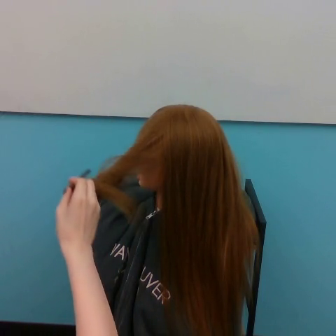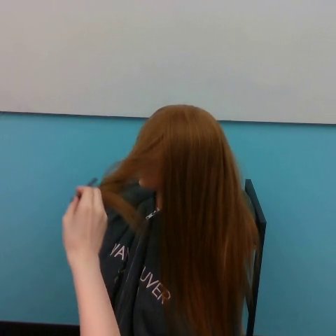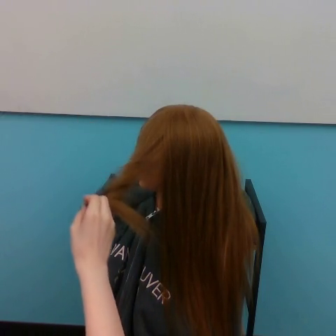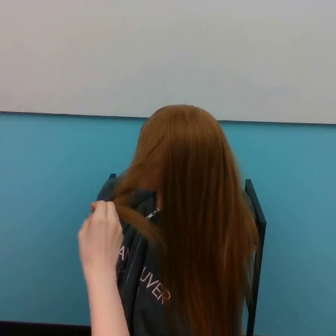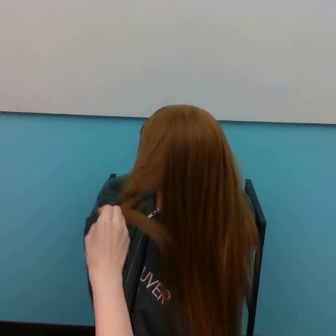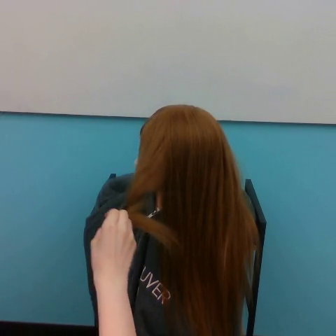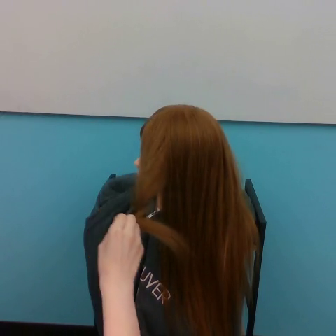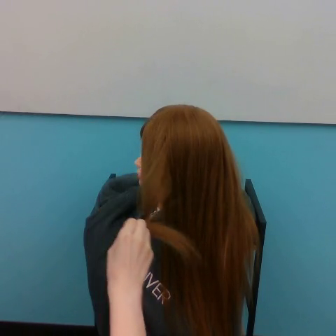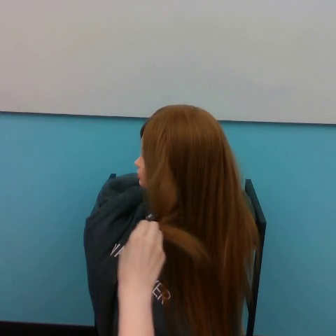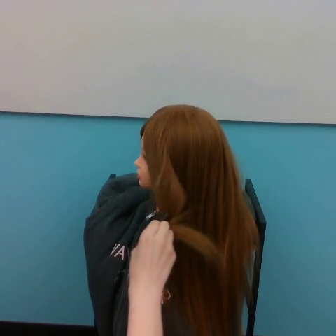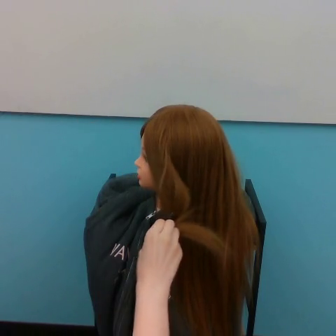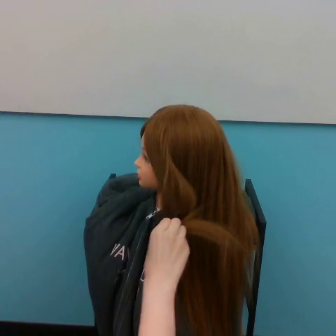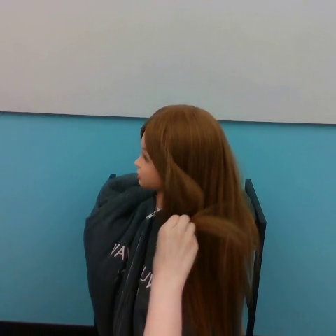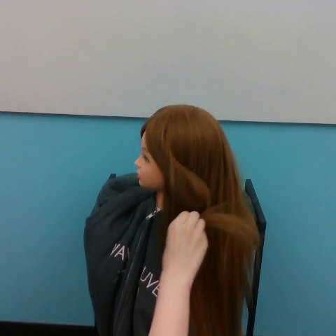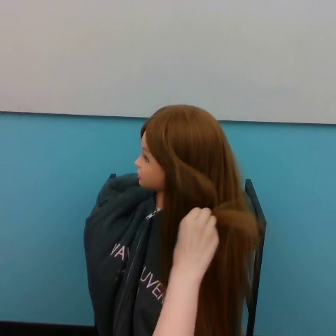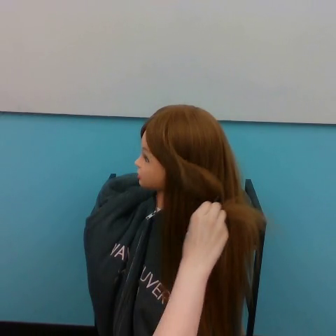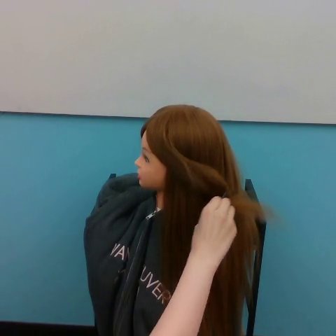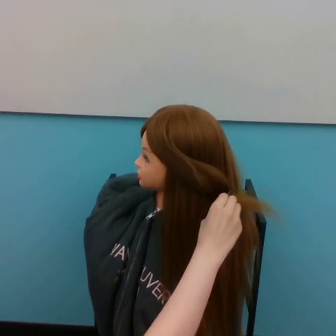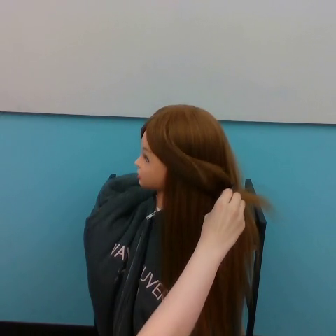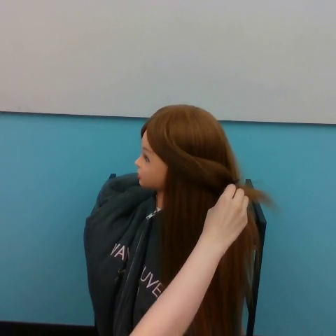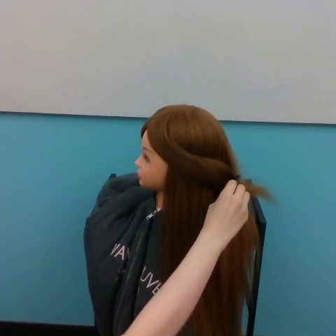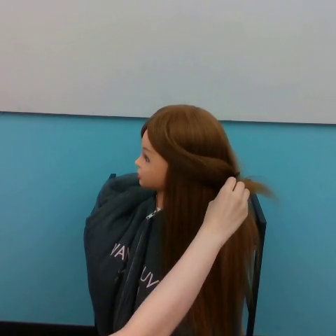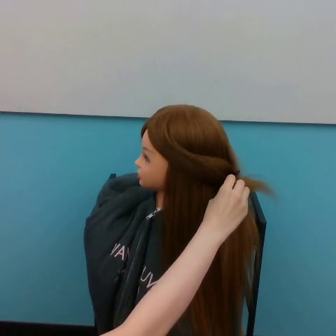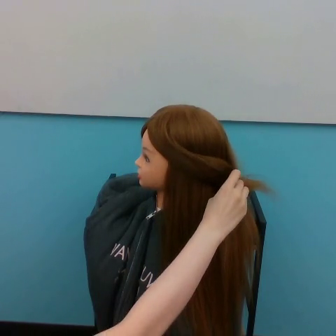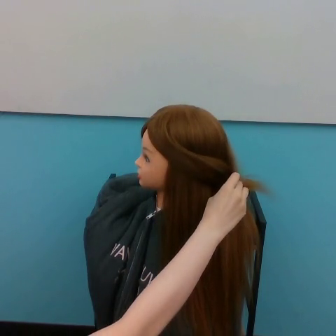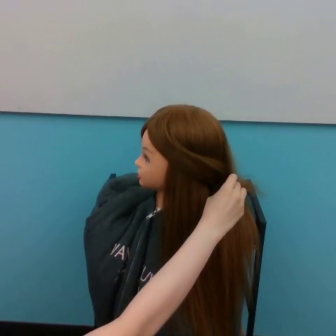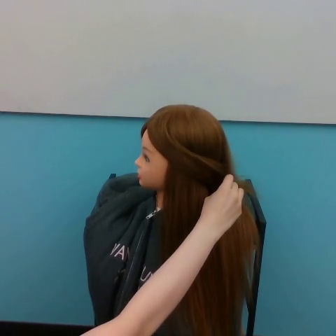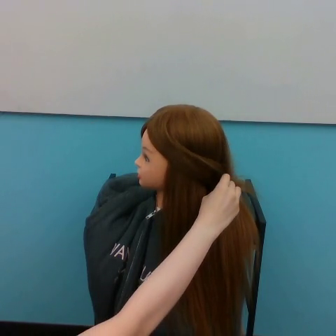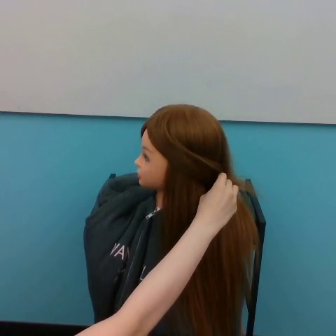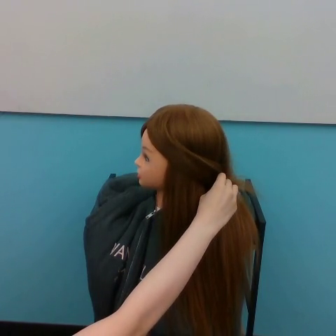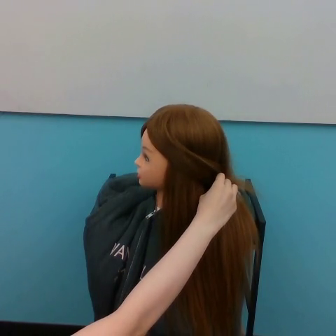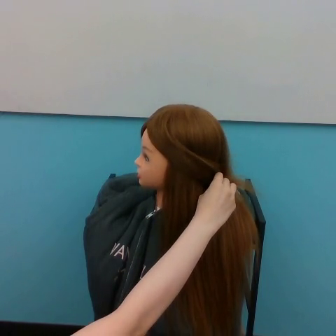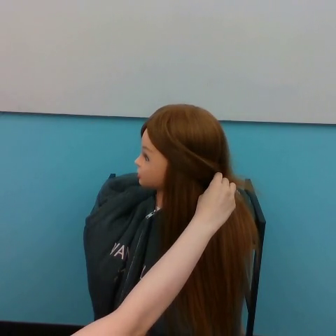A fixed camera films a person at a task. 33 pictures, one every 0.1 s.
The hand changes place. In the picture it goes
to the right.
0.0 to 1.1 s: The hand goes to the right and downward.
1.1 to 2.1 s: The hand goes to the right and upward.
2.1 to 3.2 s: The hand moves only a little.
Task: tidy side hair.
